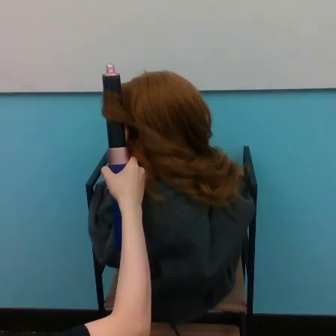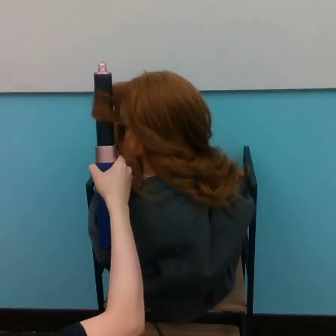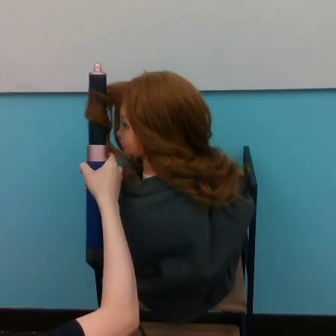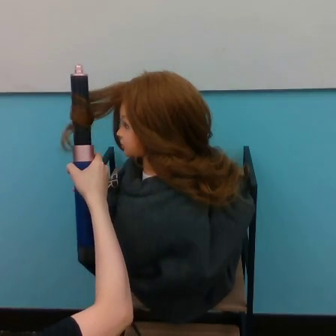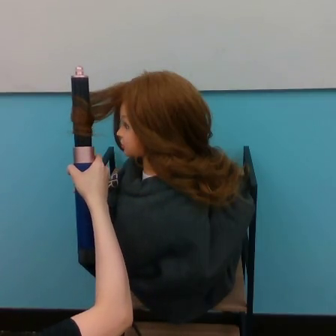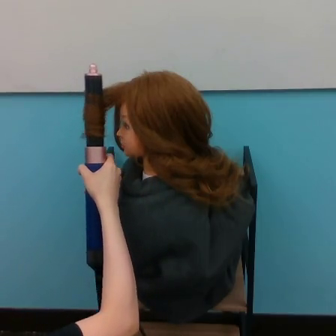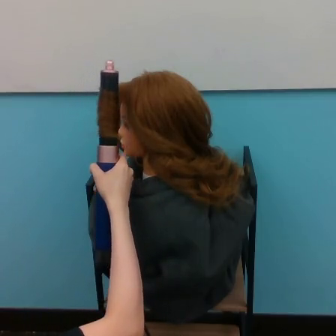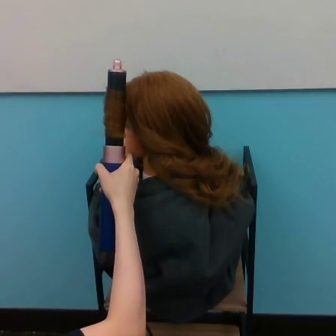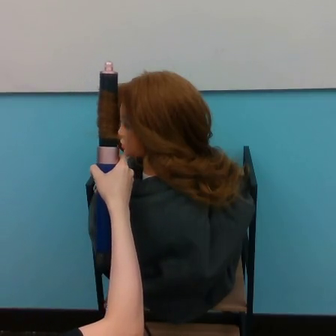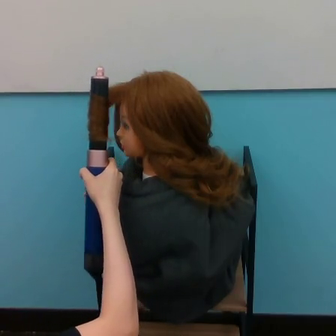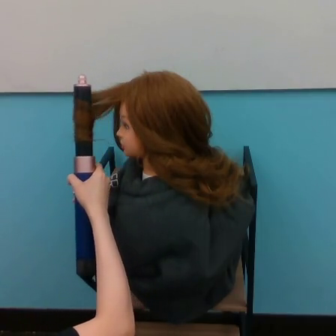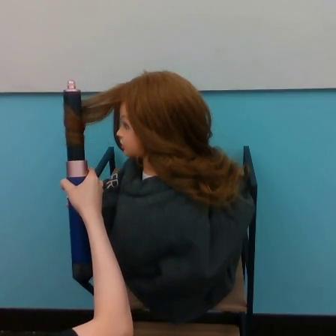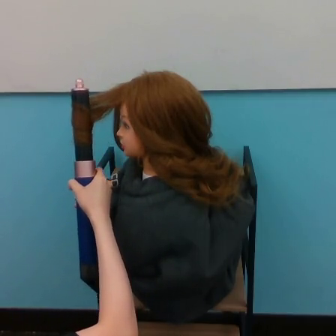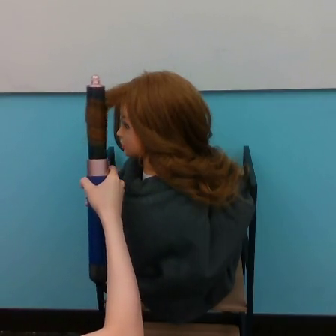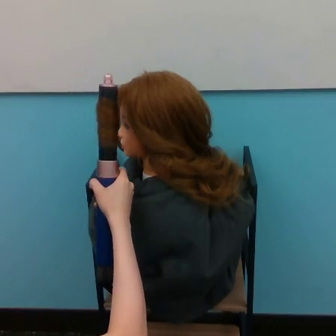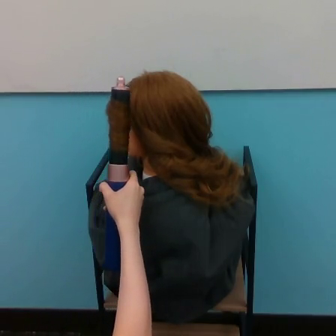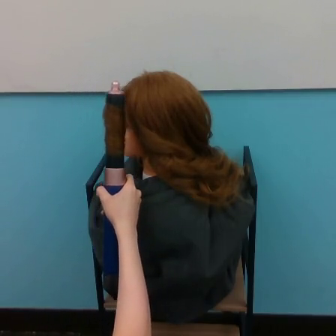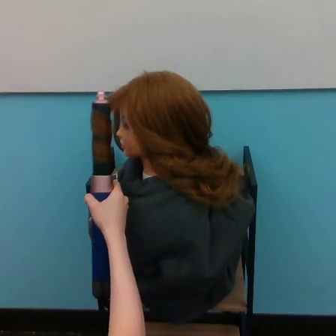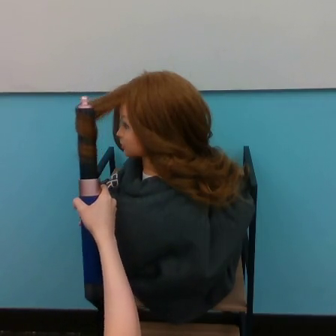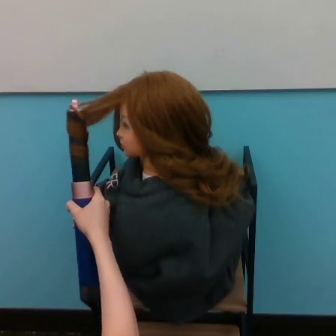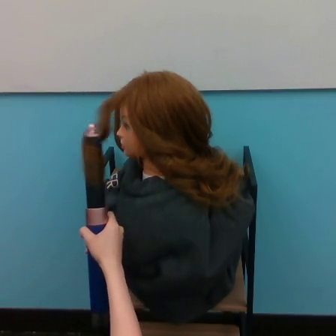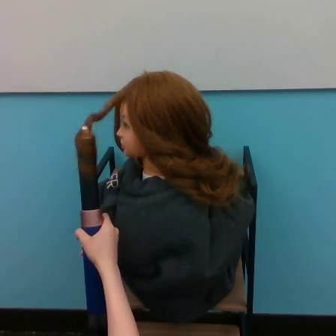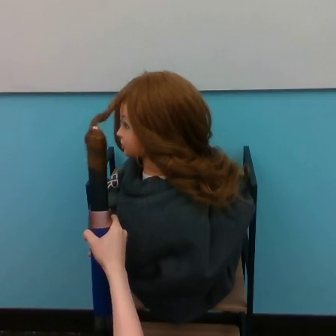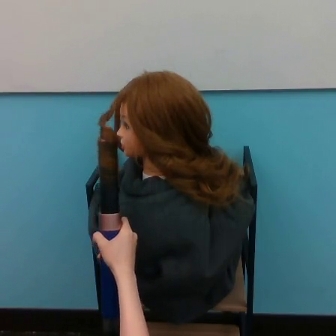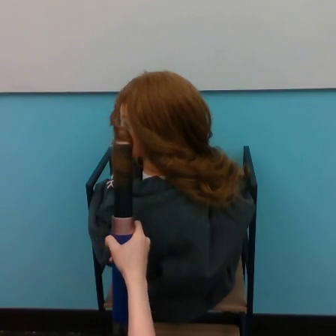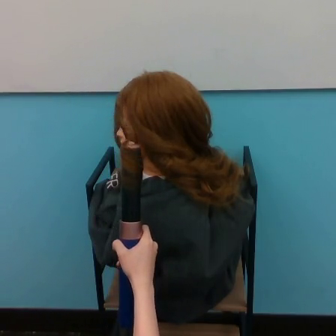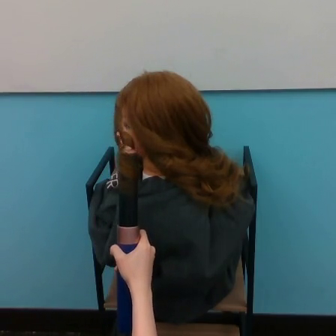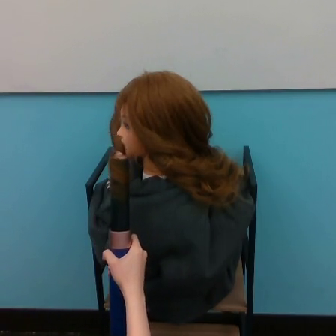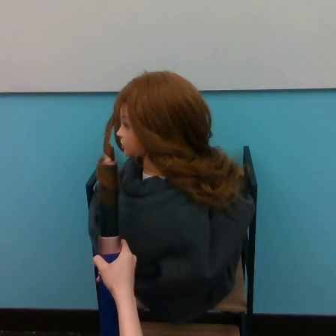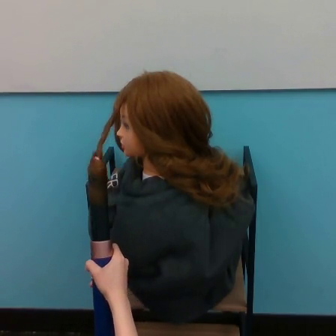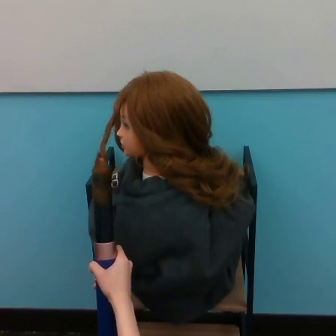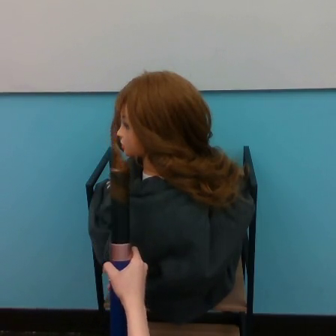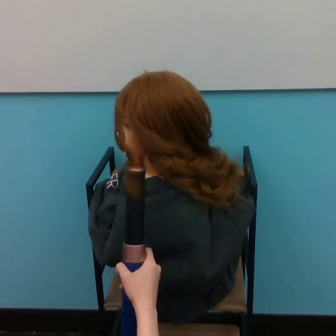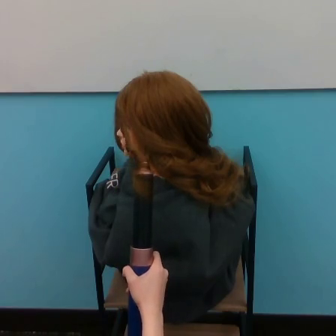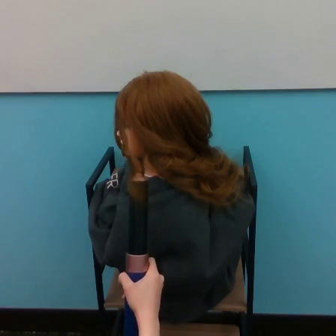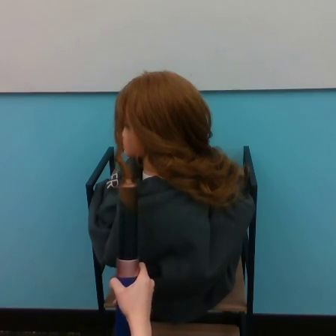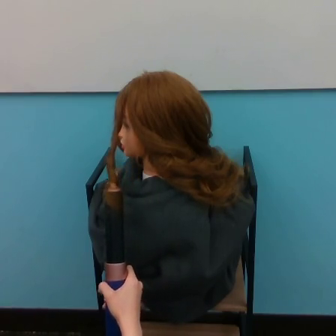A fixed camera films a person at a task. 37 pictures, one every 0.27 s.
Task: curl hair.
Motion: move downward, making horizontal oscillations to the left and to the right.
0.00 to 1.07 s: The hand goes to the left.
1.07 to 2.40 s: The hand goes to the right, then to the left.
2.40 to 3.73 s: The hand goes to the left, then to the right.
3.73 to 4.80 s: The hand goes to the left and downward, on a clockwise arc.
4.80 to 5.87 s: The hand goes downward.
5.87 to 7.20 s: The hand goes to the right and downward, on a clockwise arc.
7.20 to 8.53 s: The hand goes to the right and downward.
8.53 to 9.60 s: The hand goes to the left and downward, on a clockwise arc.
